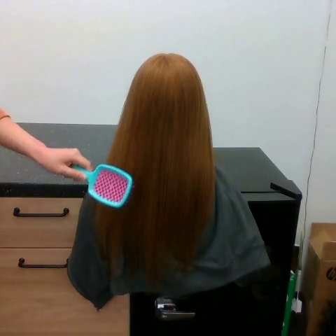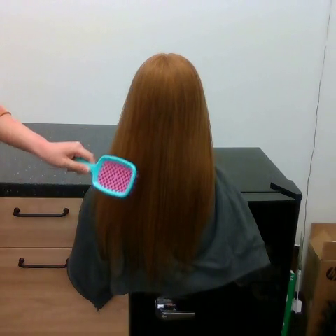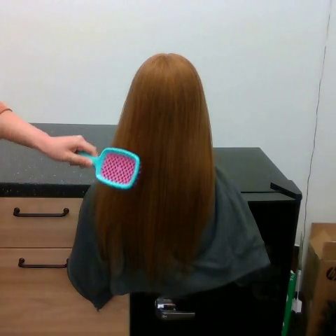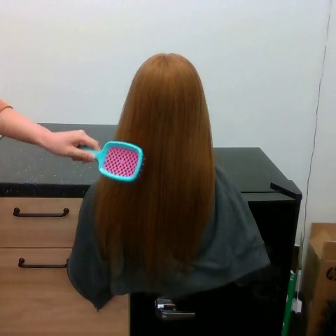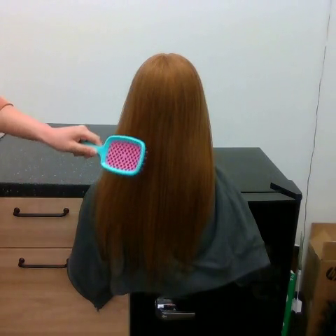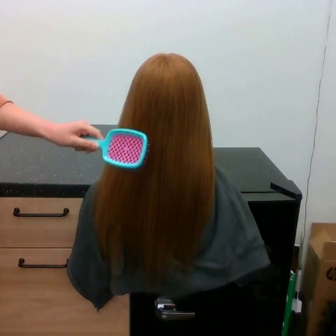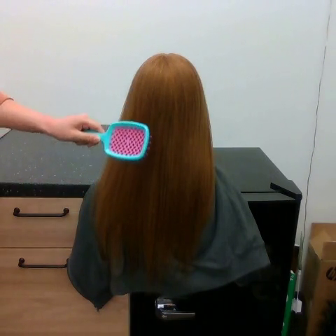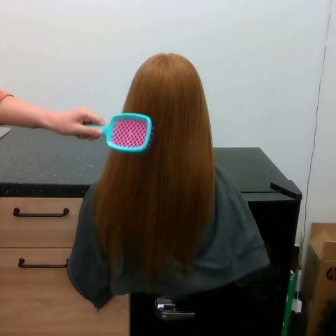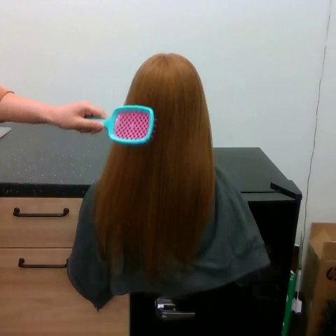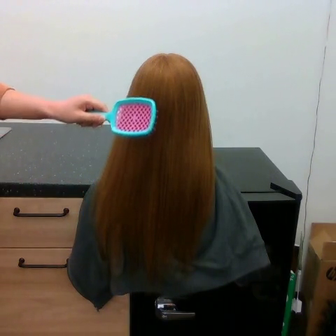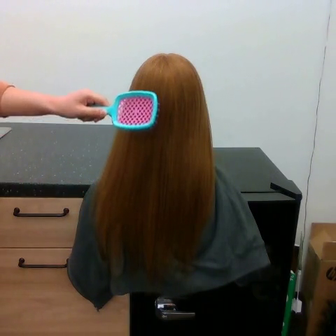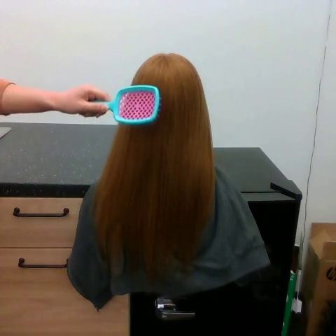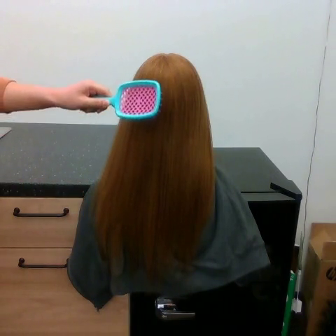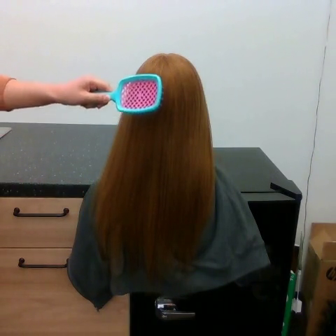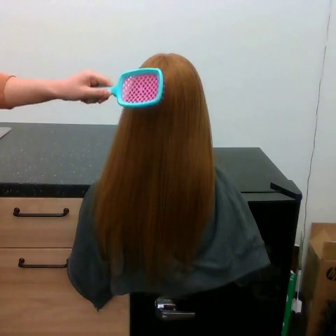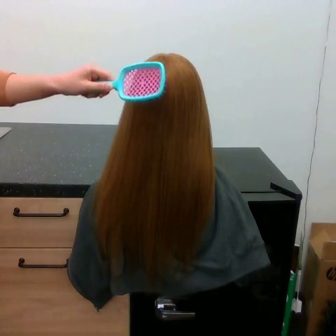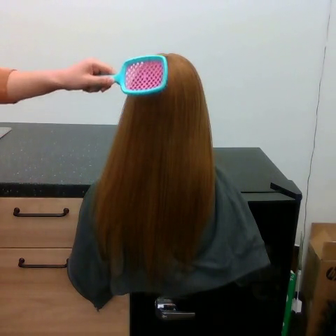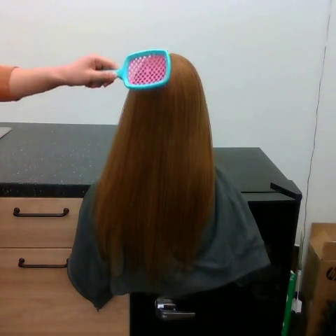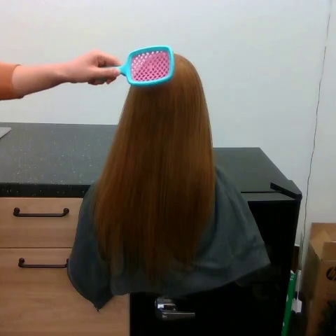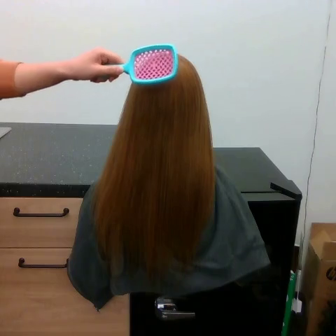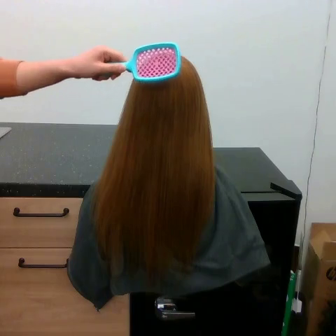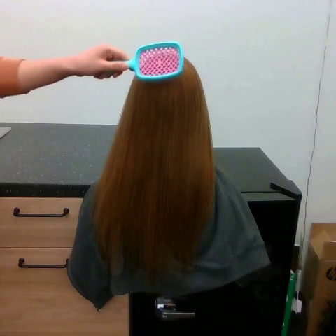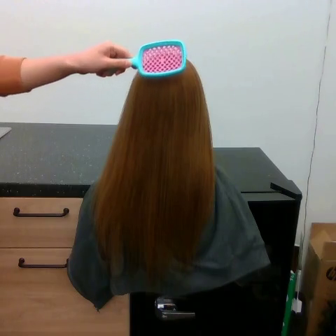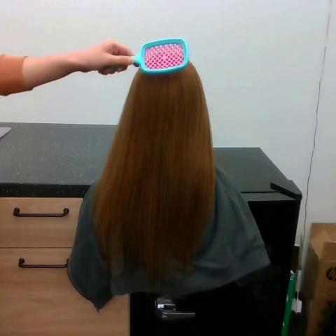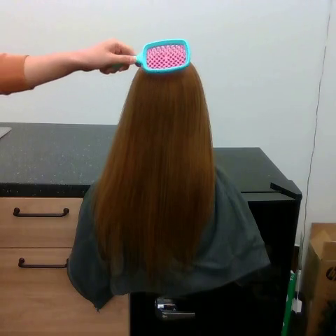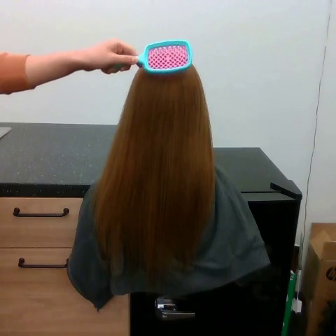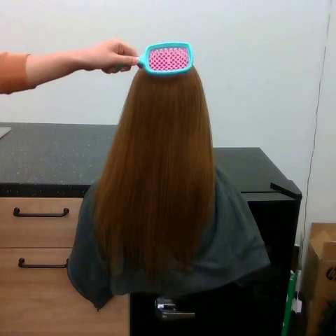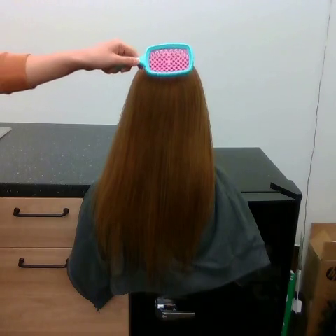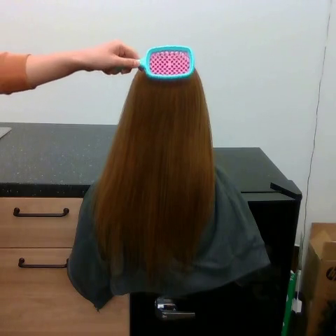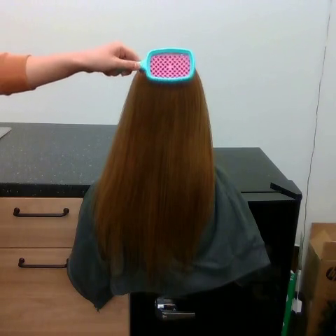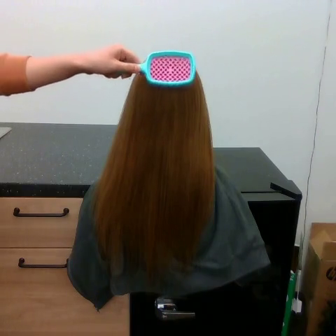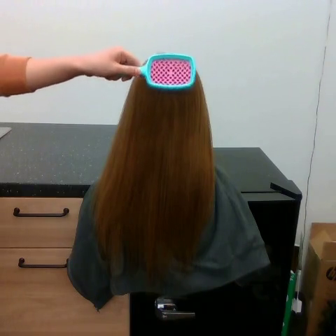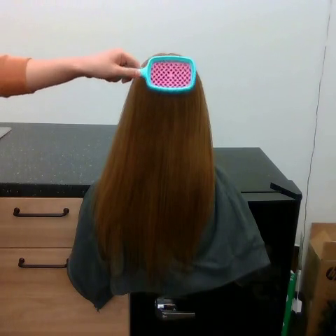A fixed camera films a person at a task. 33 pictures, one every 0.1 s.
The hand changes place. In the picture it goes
upward.
0.0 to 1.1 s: The hand goes upward.
1.1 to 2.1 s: The hand goes upward and to the right.
2.1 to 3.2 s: The hand moves only a little.
Task: brush hair.
